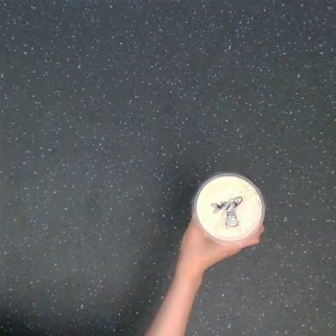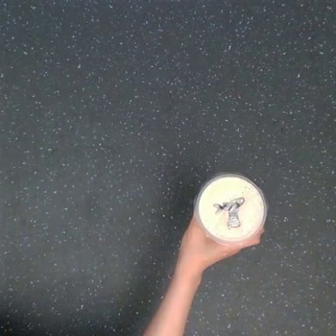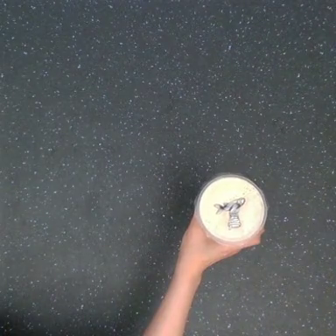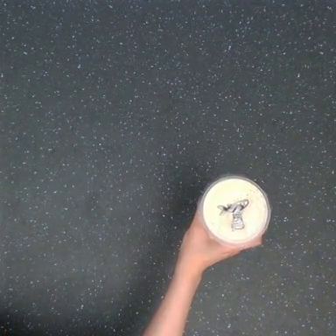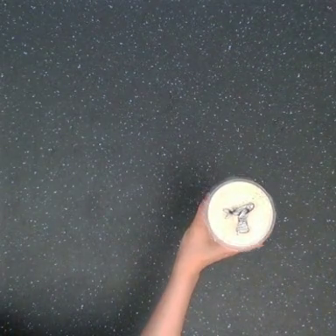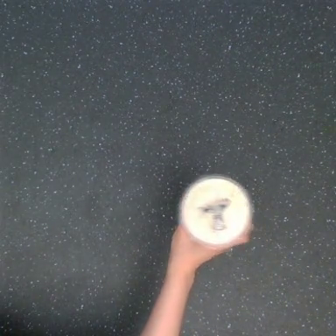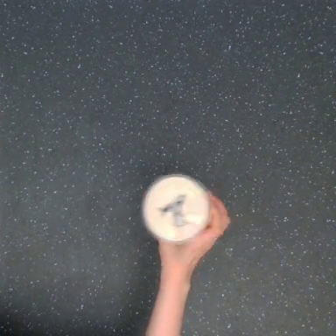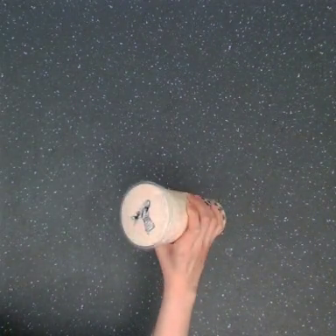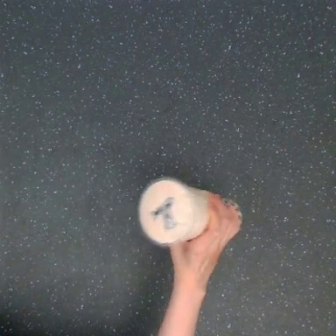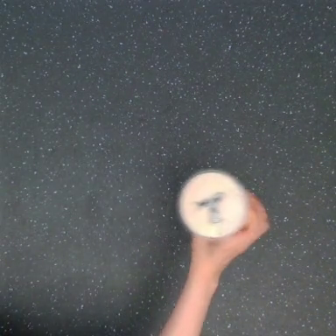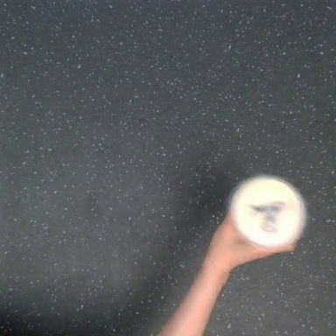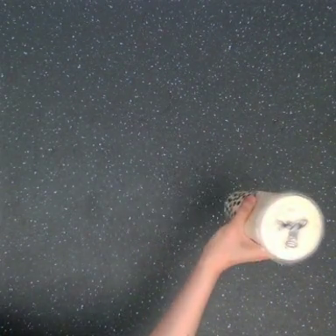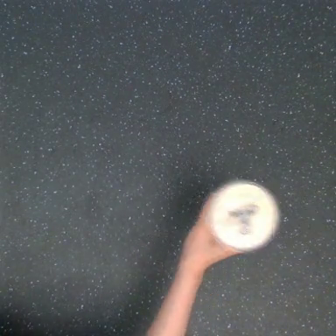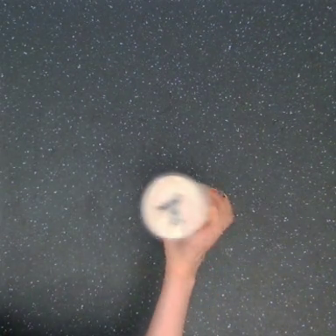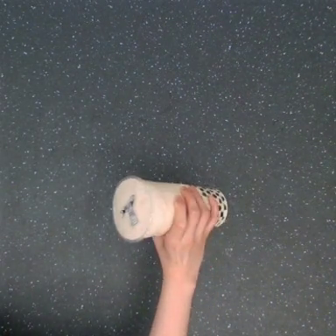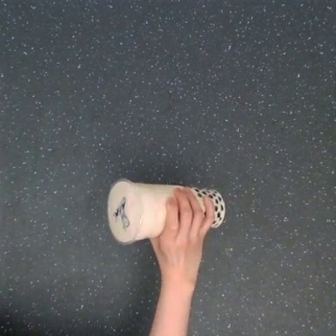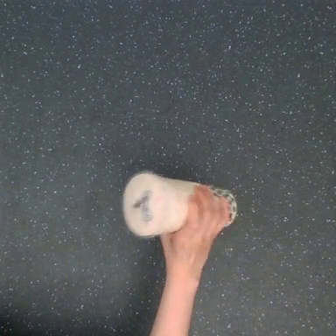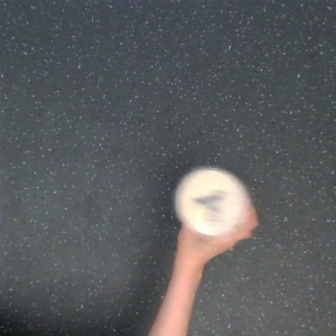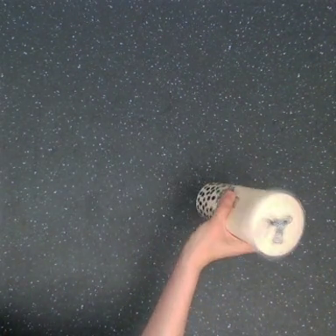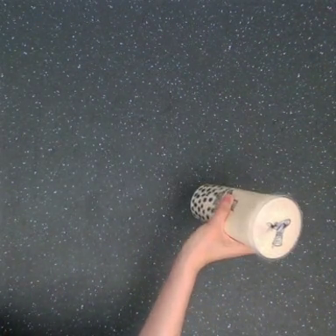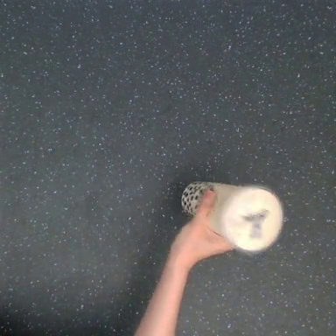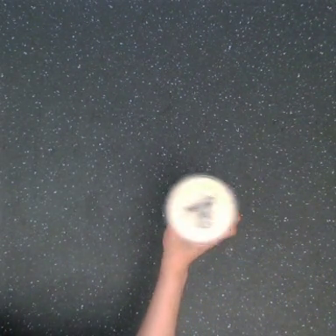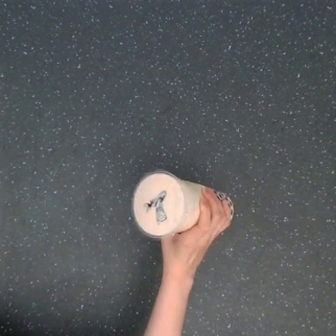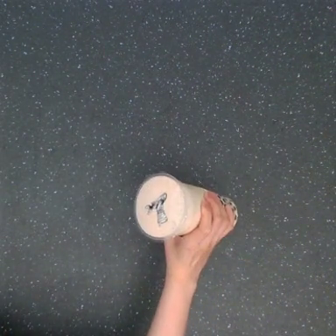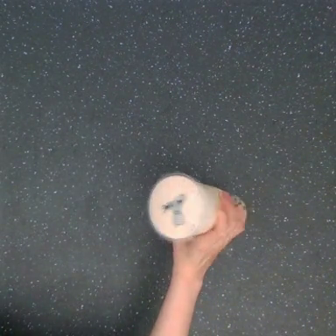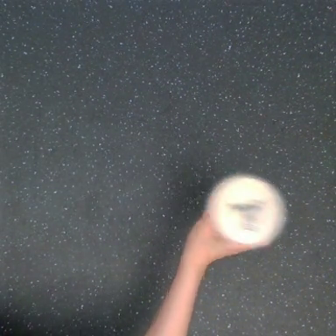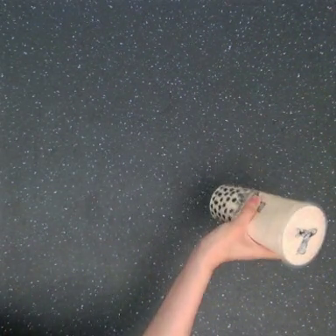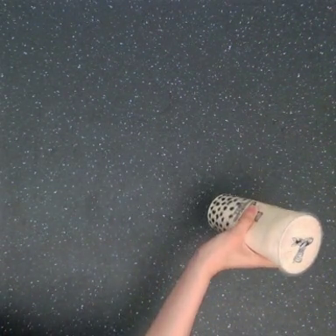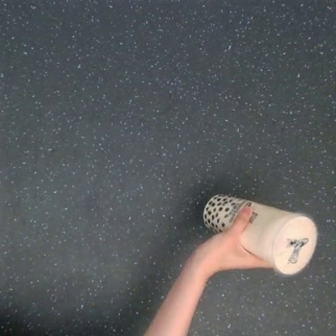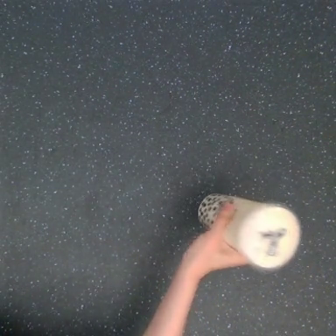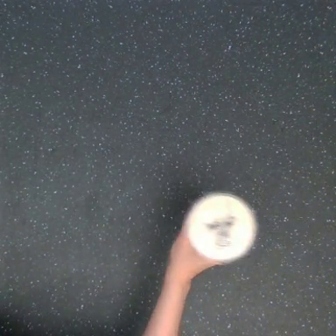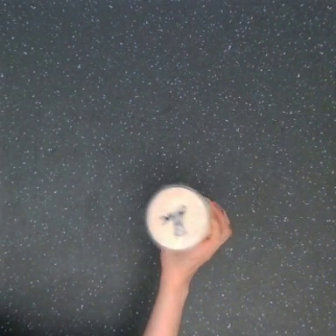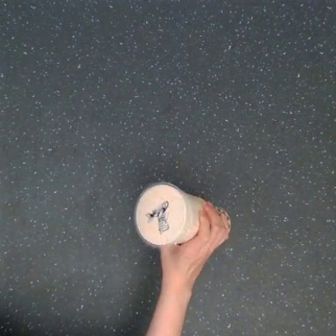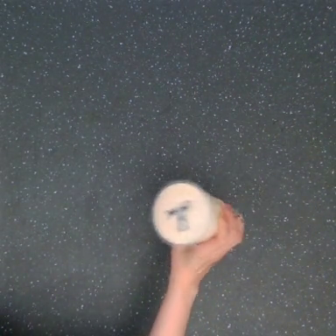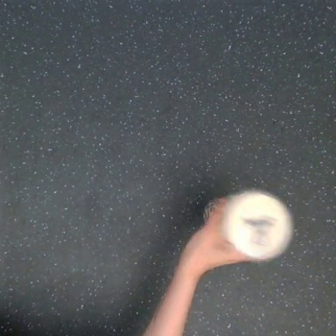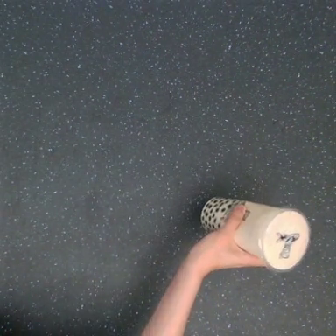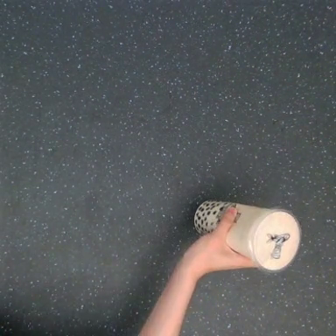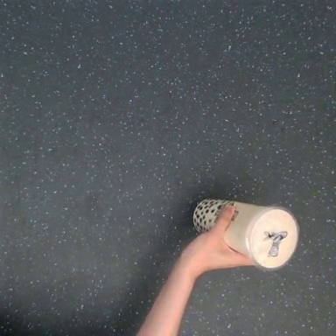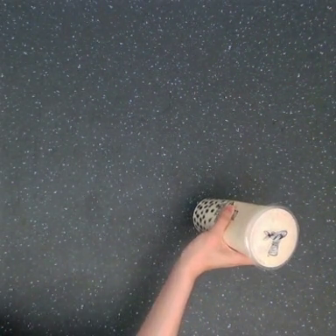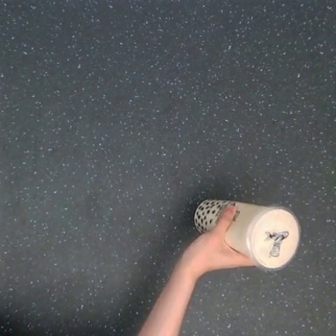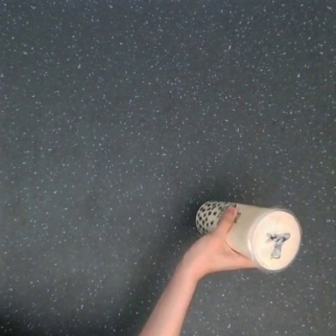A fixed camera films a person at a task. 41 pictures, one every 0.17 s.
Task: shake the boba.
Motion: move to the left and move to the right, repeating this sequence 4 times.
0.00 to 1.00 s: The hand goes to the left.
1.00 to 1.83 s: The hand goes to the right.
1.83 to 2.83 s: The hand goes to the left, then to the right.
2.83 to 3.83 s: The hand goes to the right, then to the left.
3.83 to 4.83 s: The hand goes to the right and downward, then to the left.
4.83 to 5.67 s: The hand goes to the left, then to the right.
5.67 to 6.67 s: The hand goes downward.
